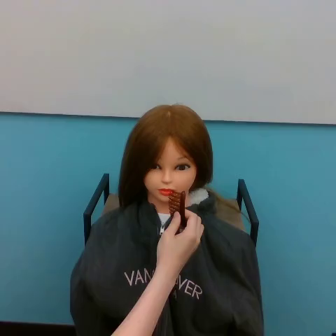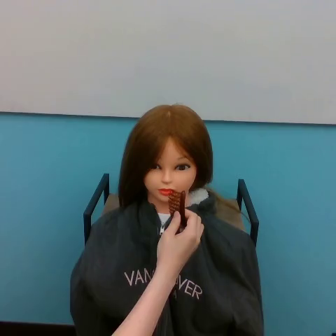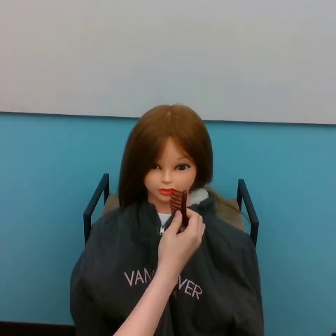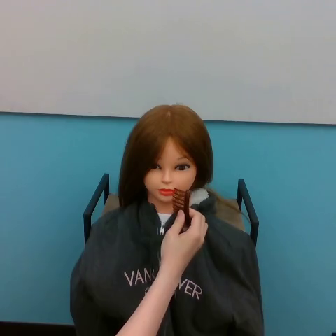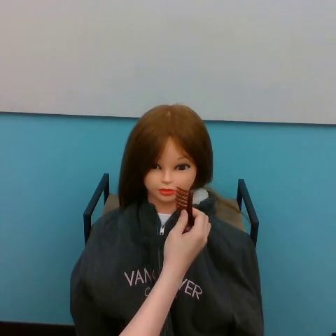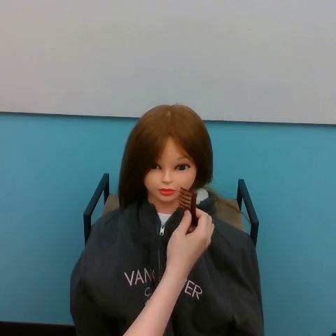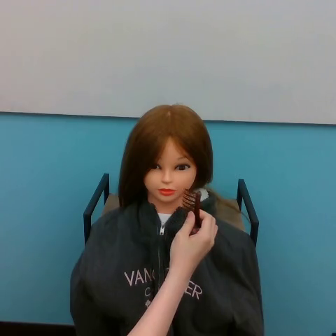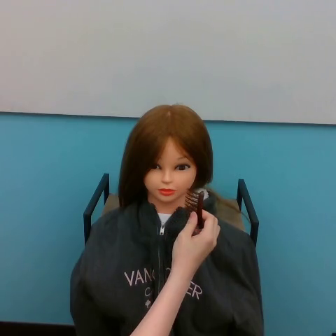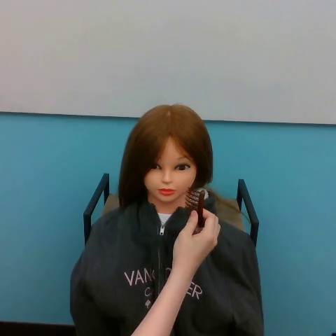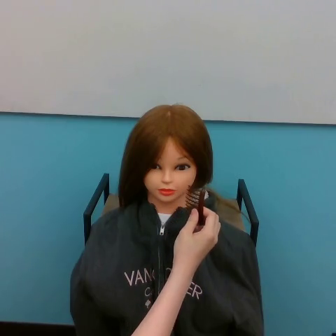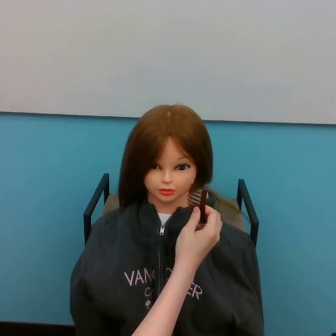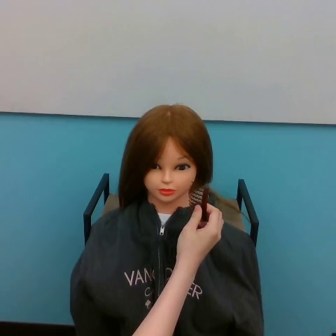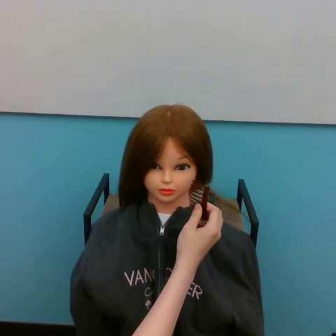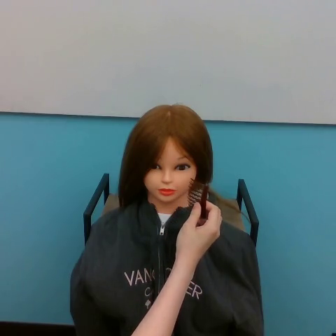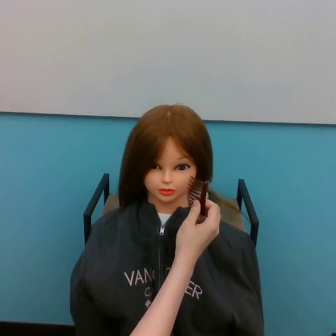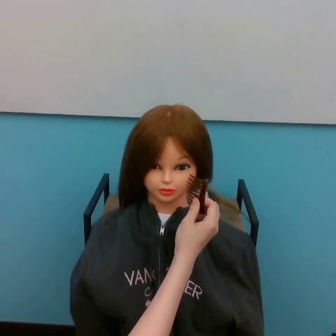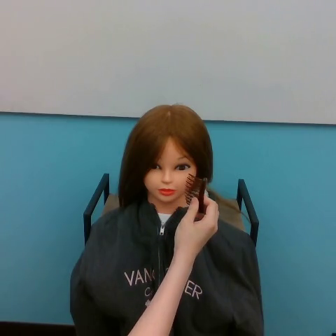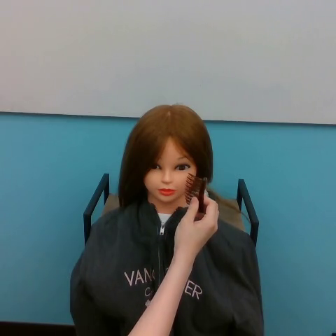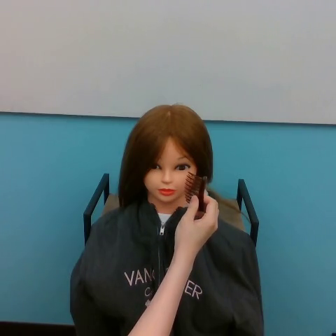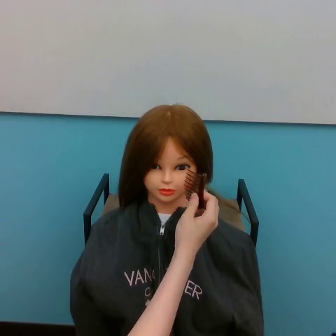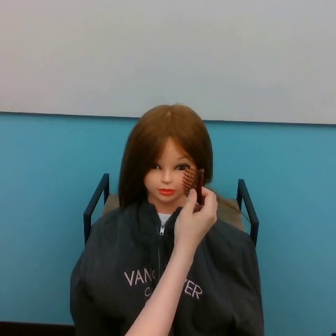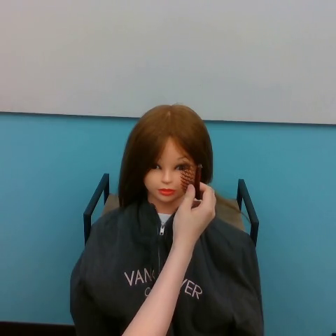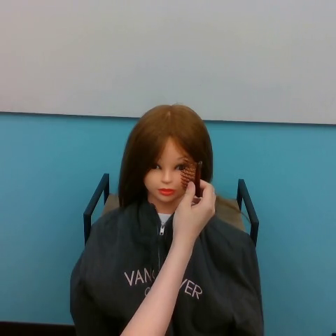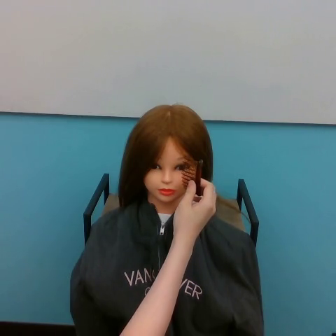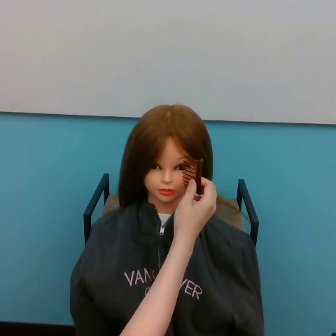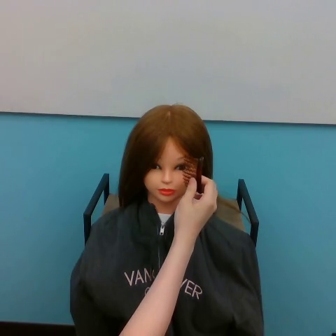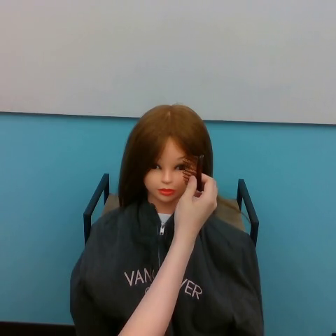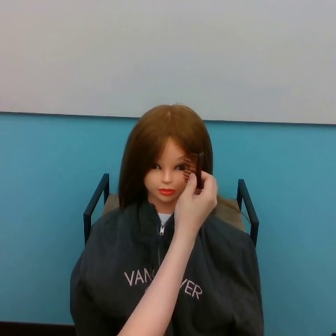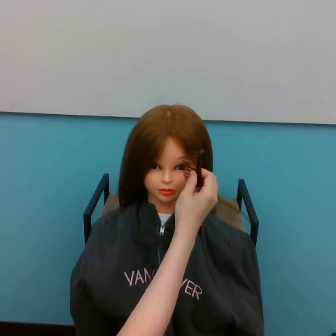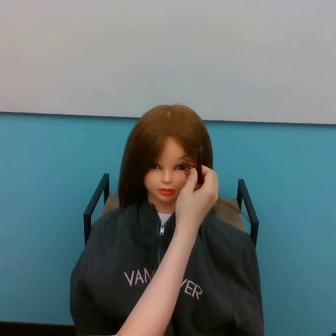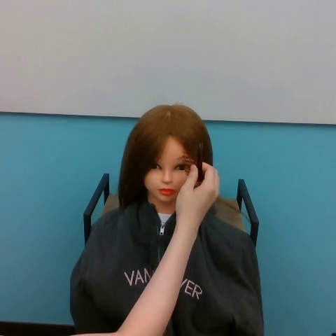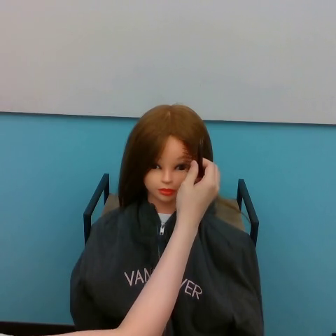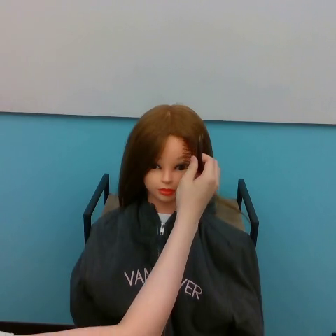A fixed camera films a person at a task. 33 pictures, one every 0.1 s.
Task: part hair.
0.0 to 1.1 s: The hand goes to the right.
1.1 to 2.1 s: The hand goes upward.
2.1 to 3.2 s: The hand goes upward.
